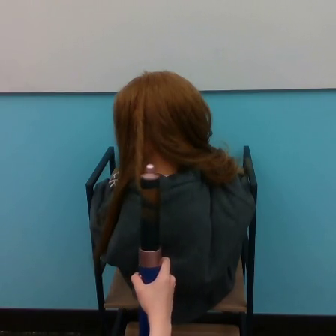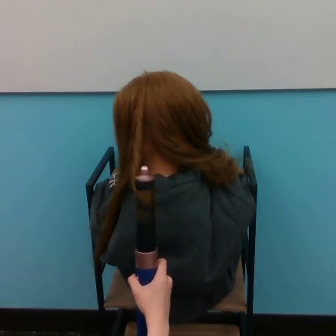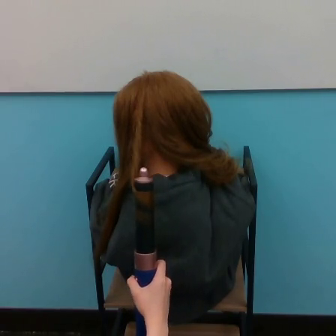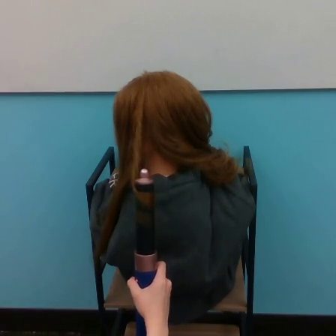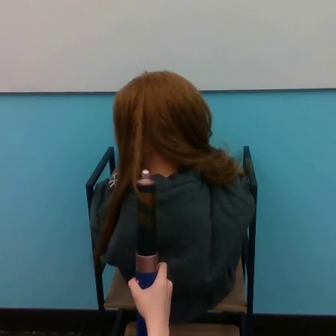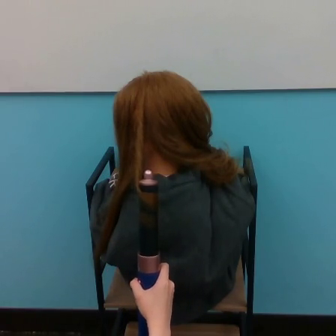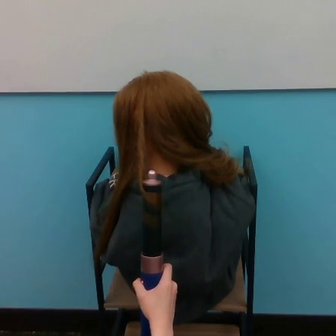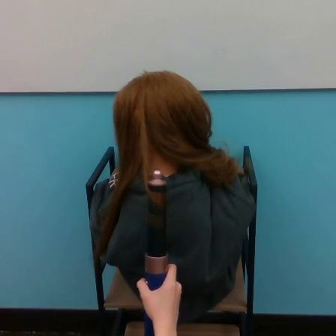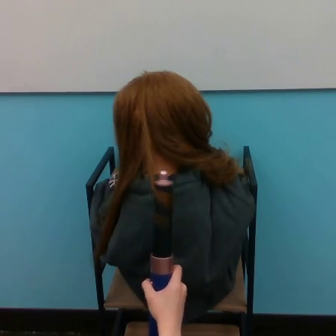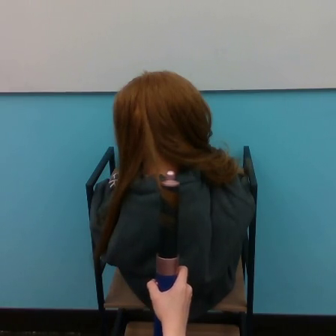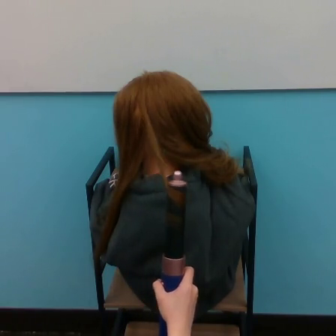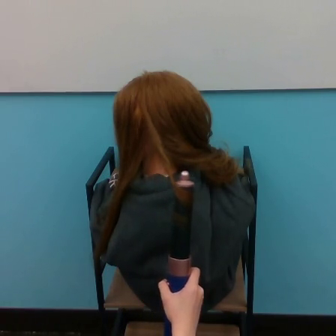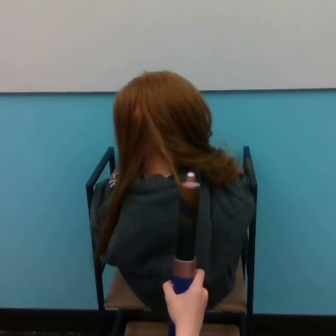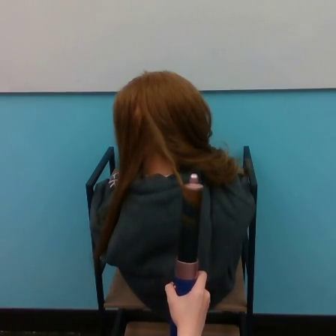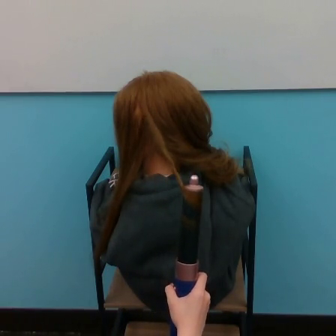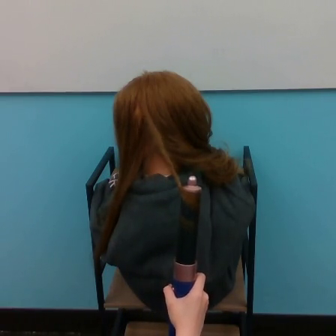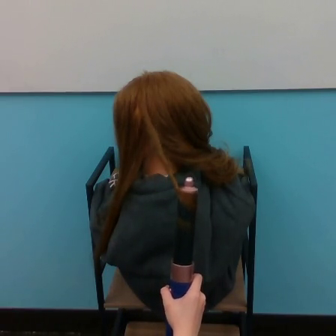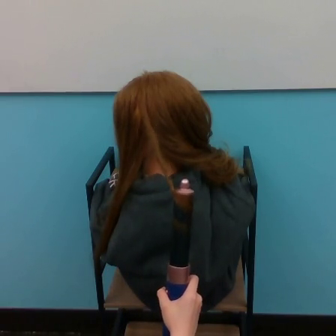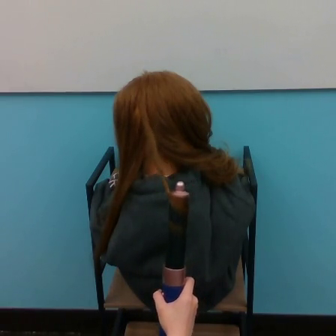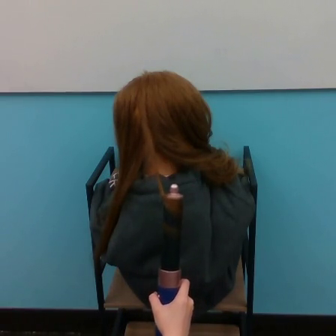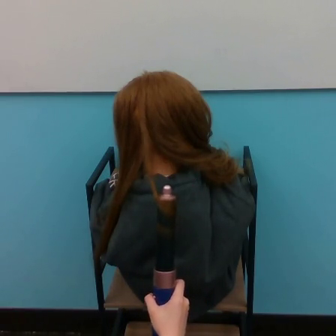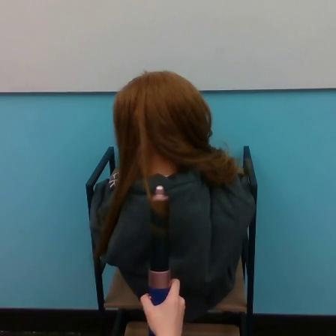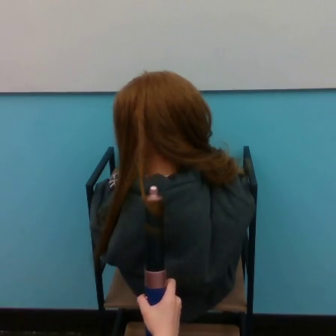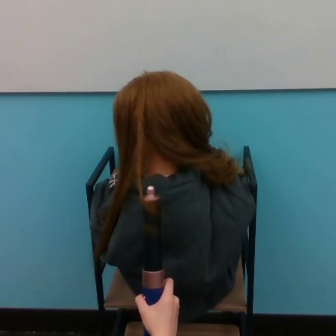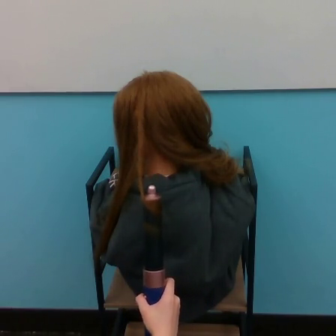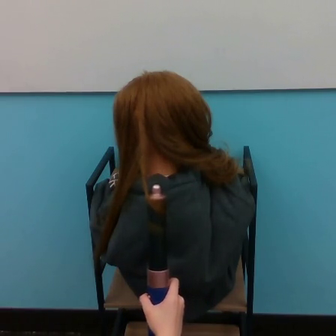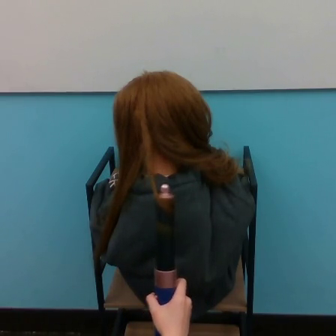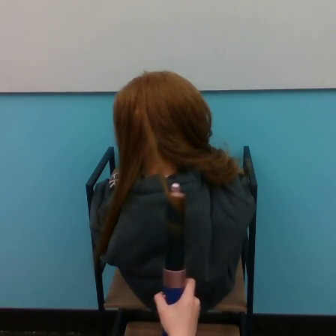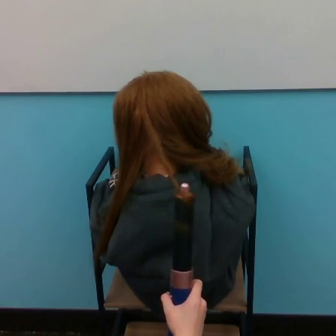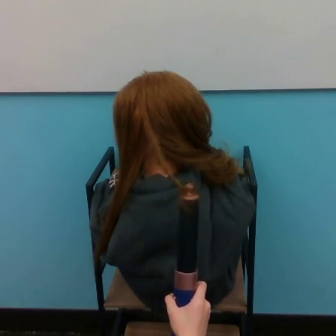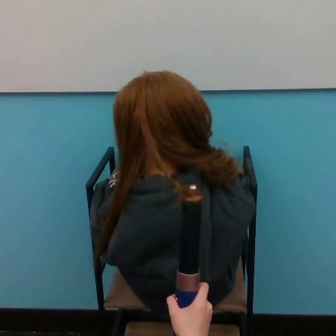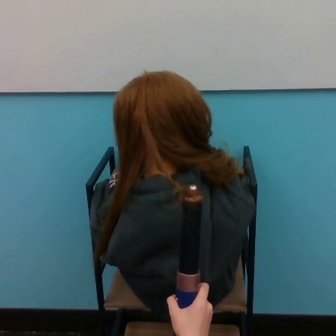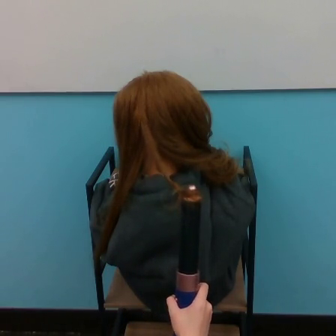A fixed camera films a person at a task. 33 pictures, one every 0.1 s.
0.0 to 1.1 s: The hand goes to the right.
1.1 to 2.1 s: The hand moves only a little.
2.1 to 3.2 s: The hand goes to the right.
Task: curl hair.
